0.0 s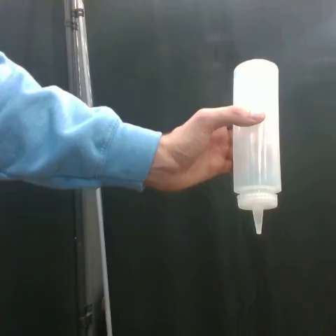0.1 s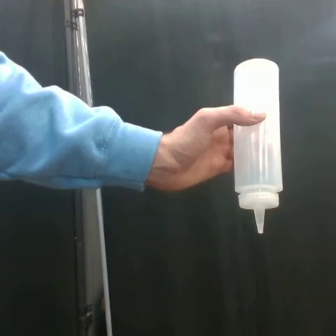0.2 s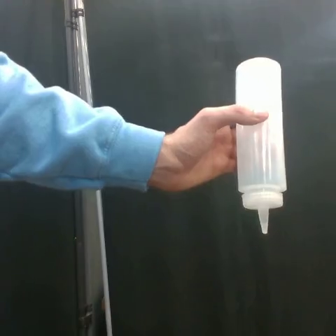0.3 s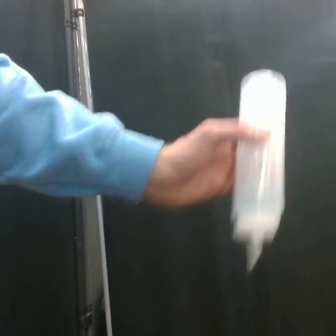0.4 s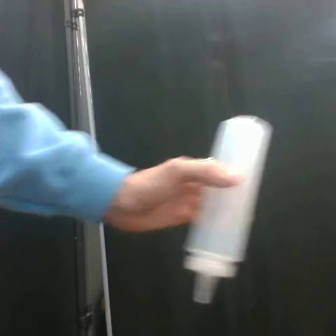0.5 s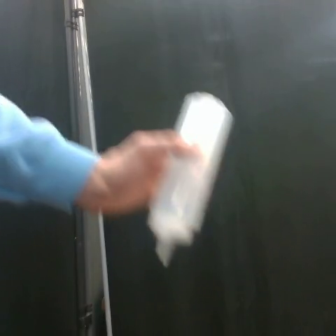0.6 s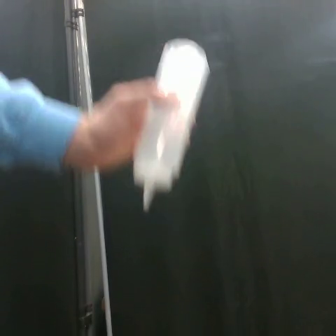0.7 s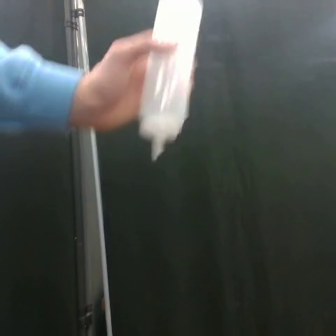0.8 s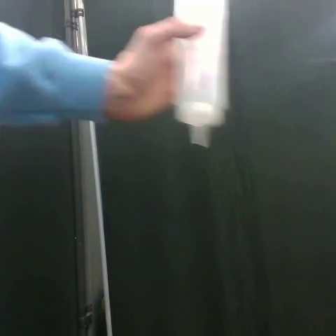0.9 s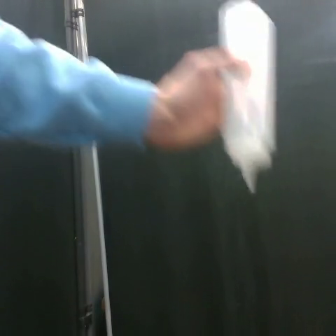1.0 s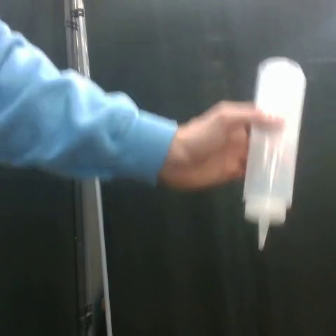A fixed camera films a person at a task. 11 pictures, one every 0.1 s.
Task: shake the condiment dispenser.
Motion: make a circular motion clockwise.
0.0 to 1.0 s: The hand goes to the left and upward, then to the right and downward.
